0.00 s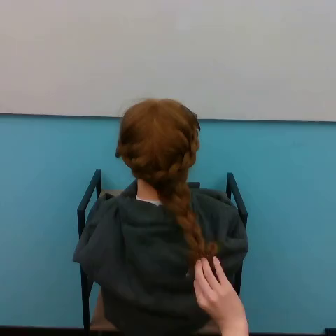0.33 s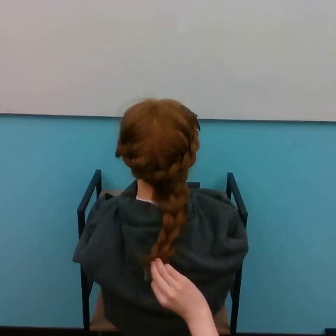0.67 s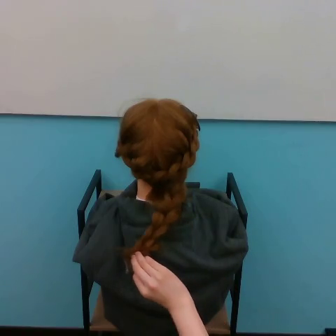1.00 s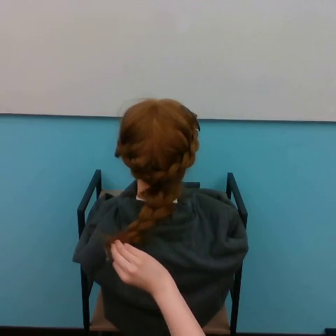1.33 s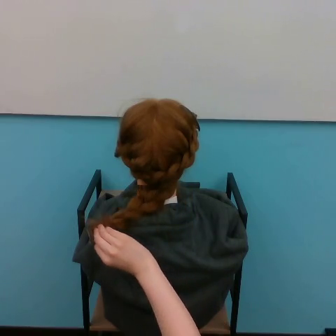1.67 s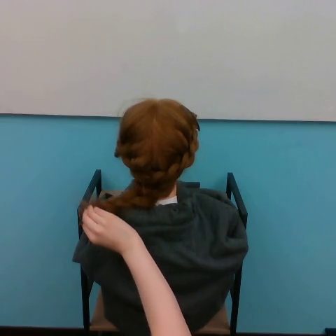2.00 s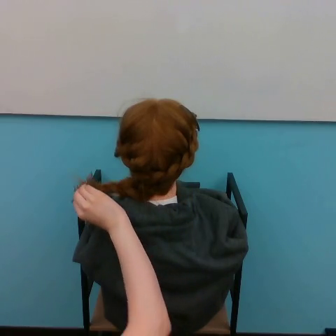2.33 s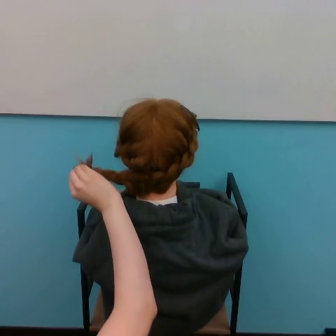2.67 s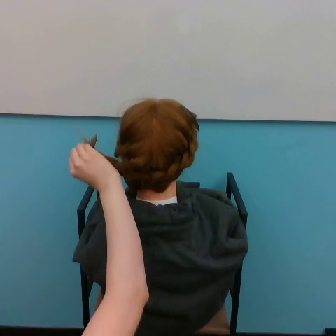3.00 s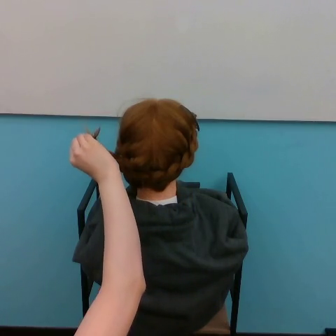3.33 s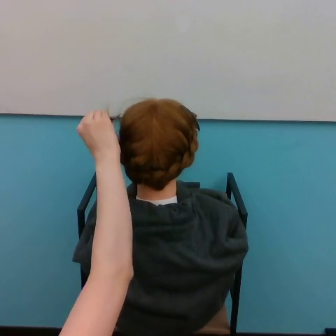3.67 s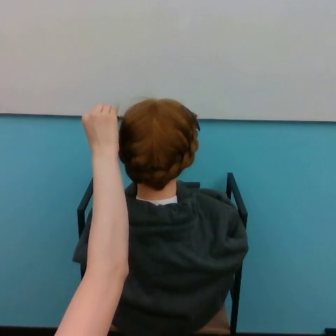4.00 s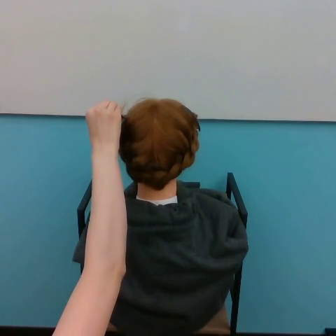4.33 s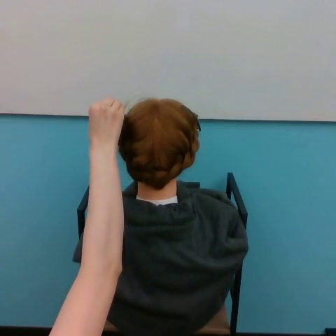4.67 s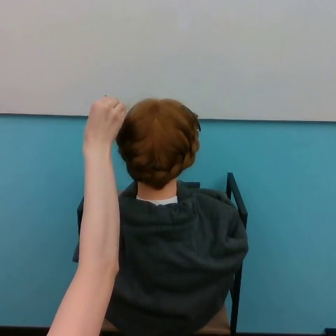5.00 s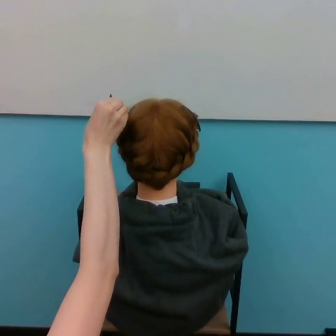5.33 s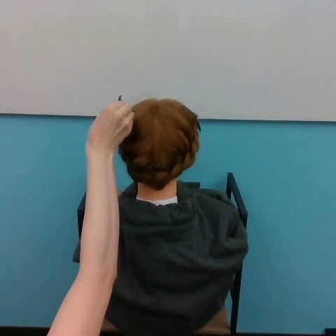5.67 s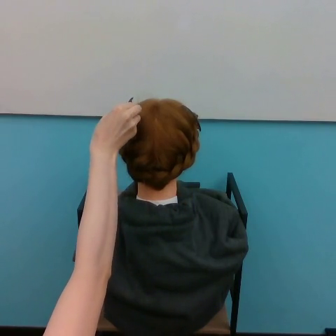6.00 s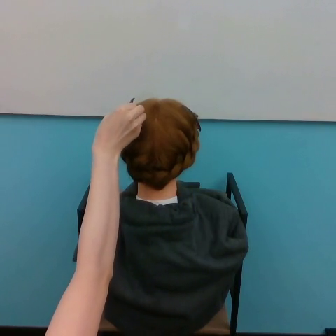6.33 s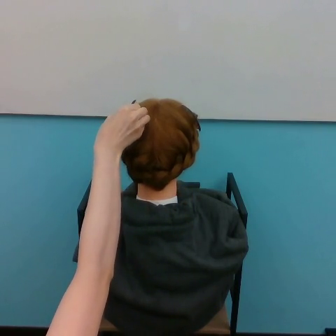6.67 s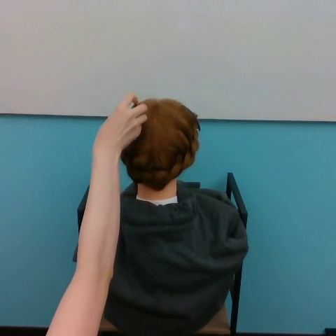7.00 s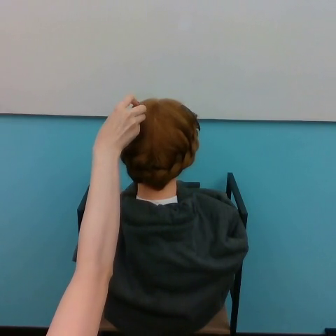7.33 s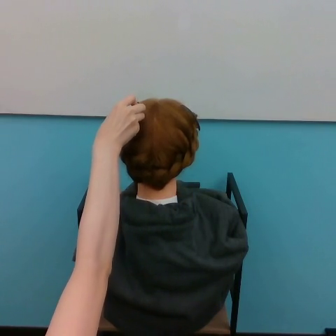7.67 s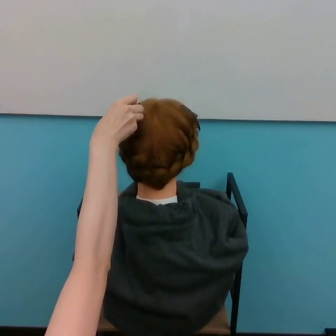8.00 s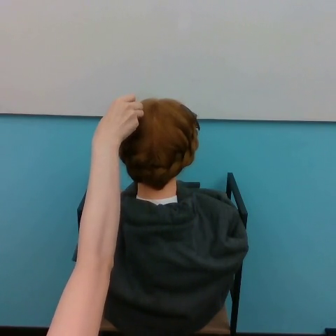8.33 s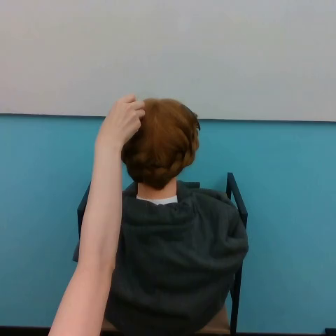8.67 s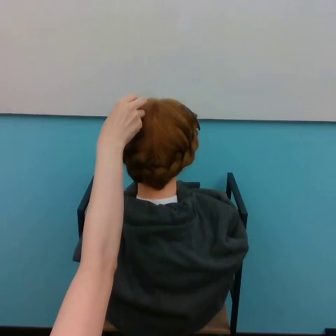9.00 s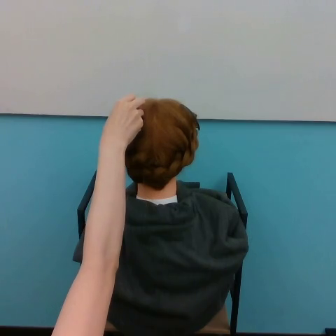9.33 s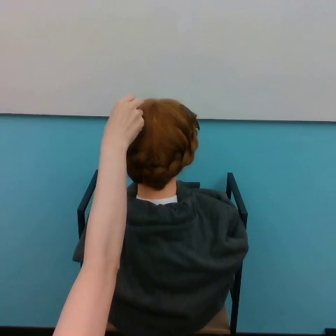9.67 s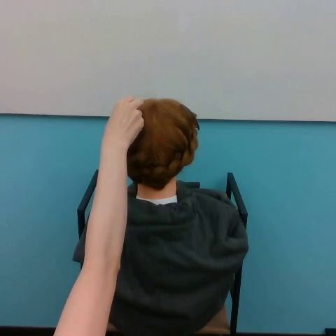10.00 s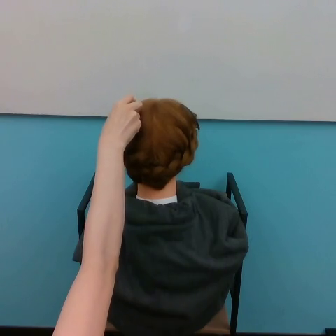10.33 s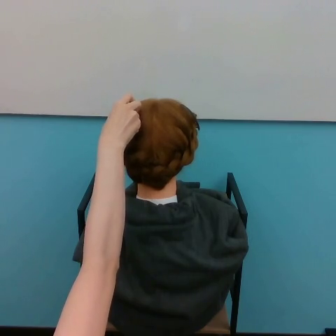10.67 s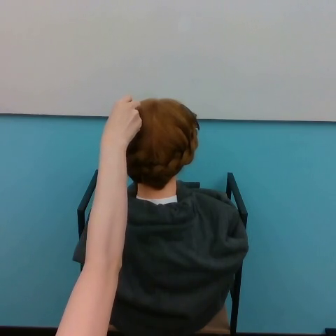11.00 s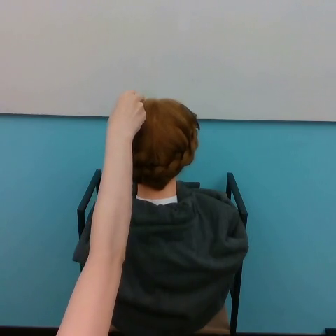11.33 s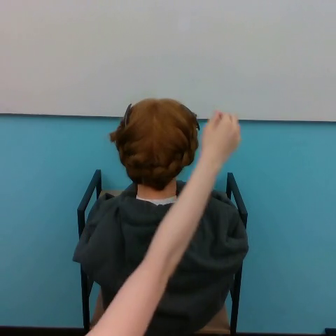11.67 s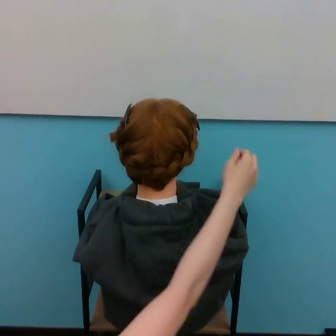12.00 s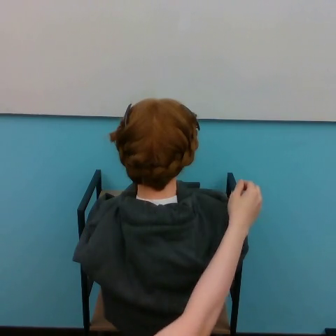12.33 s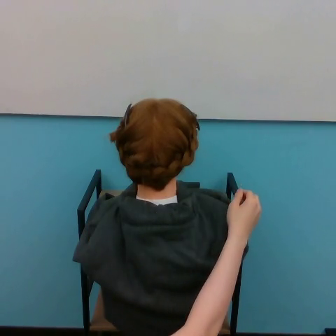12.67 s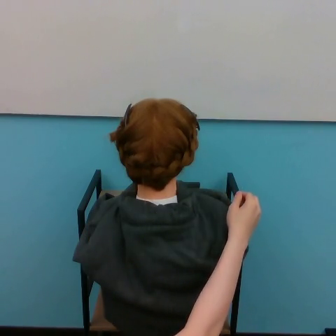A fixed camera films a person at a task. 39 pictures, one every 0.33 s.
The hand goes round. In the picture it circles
clockwise.
0.00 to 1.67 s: The hand goes to the left and upward.
1.67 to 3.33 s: The hand goes upward.
3.33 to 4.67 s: The hand goes to the right.
4.67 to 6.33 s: The hand goes to the right.
6.33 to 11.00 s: The hand moves only a little.
11.00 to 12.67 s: The hand goes to the right and downward.
In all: It circles clockwise, turning through about 270 degrees.
Task: style hair.
Motion: make a circular motion clockwise.
